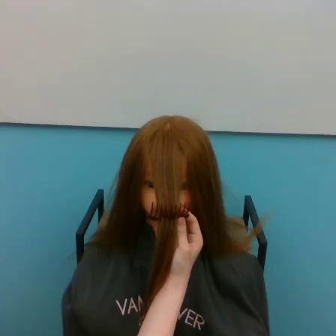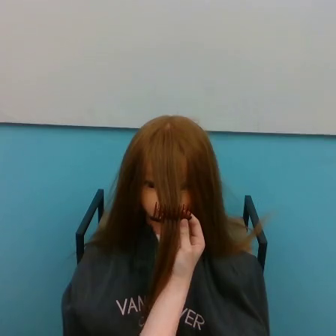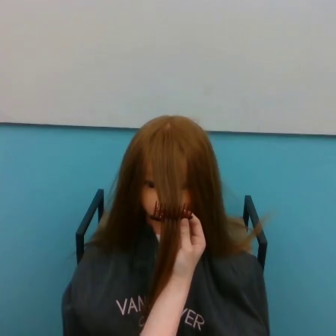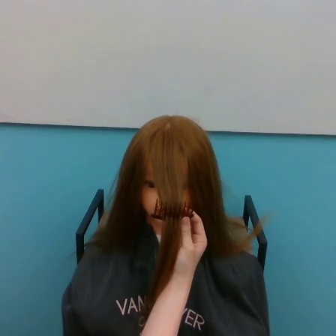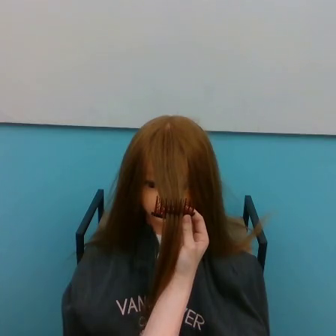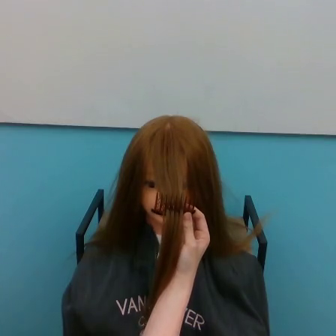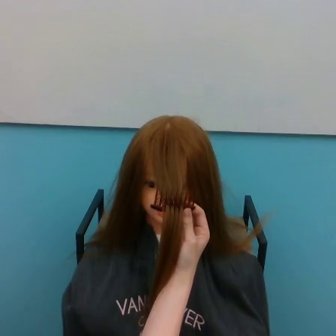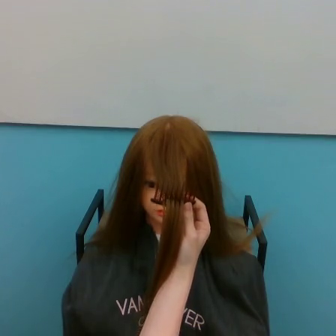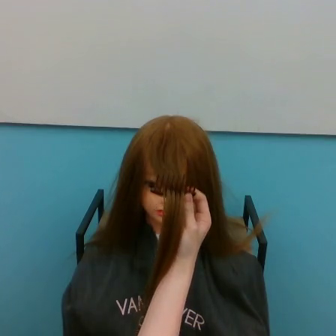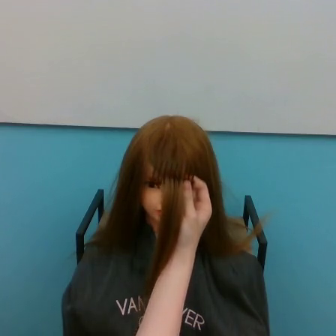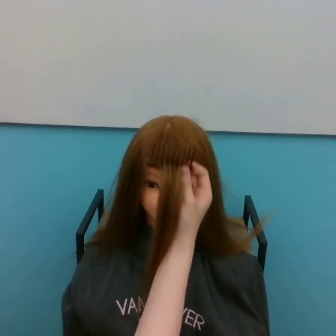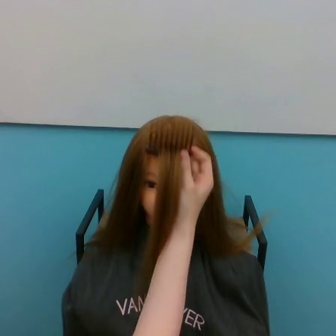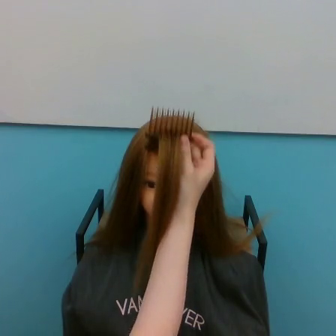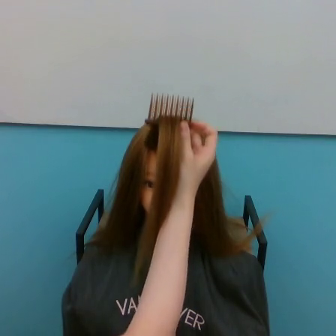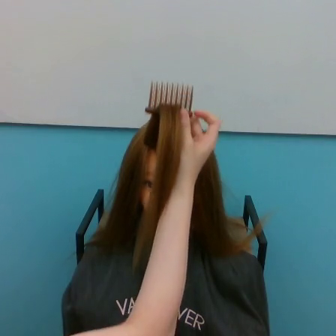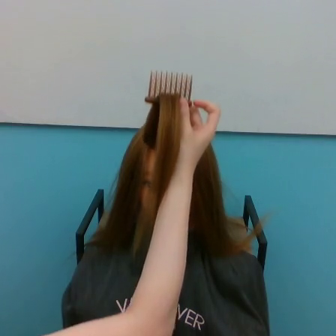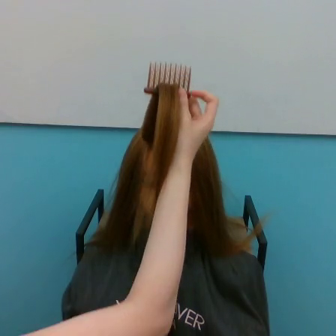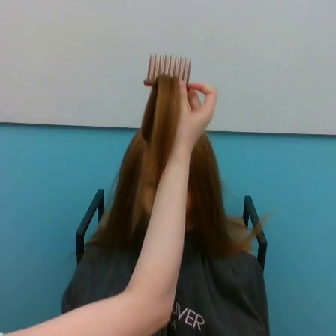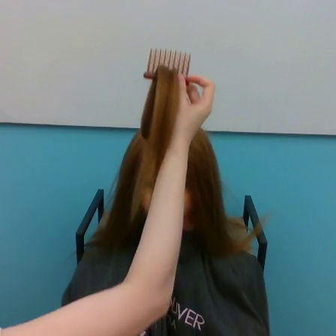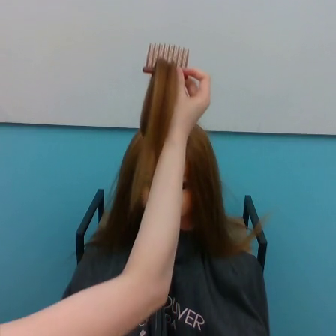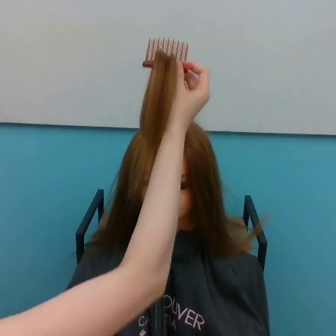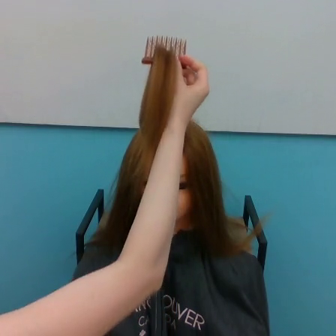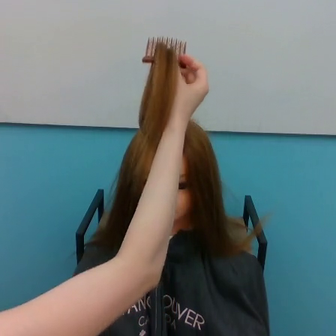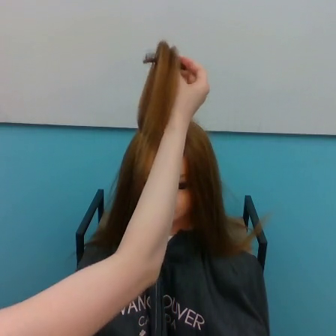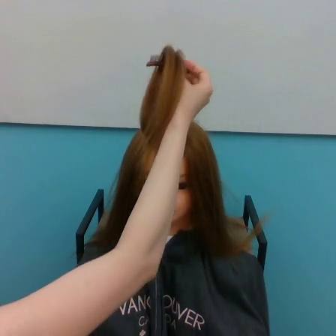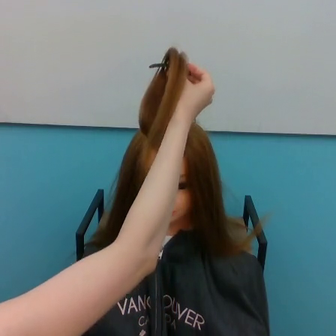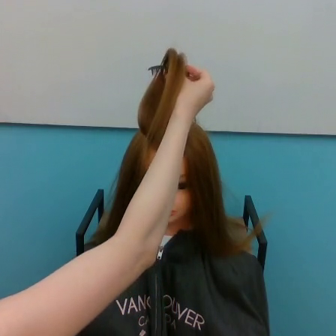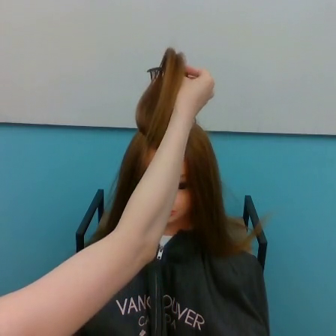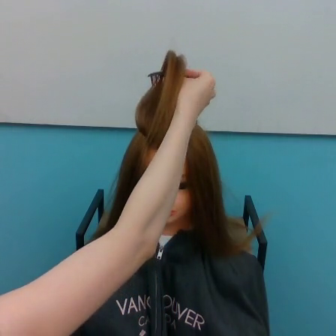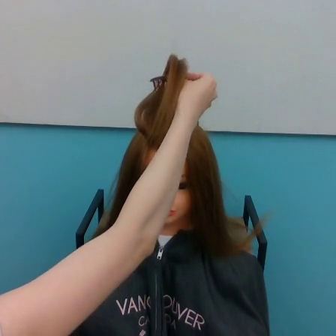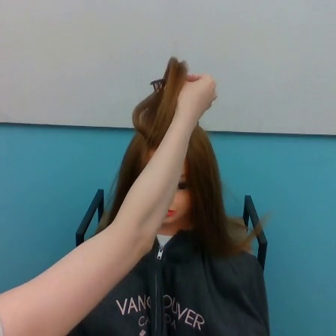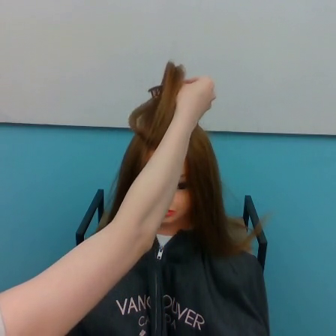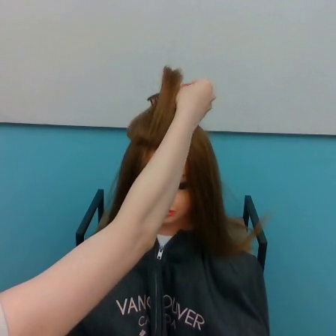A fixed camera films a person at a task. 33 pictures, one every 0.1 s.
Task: tidy front hair.
0.0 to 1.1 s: The hand goes upward.
1.1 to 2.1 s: The hand goes upward.
2.1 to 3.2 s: The hand goes downward.
